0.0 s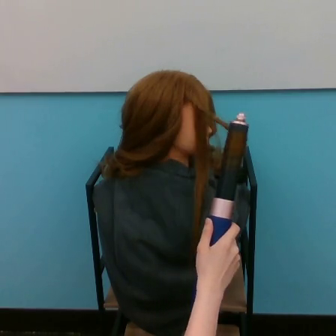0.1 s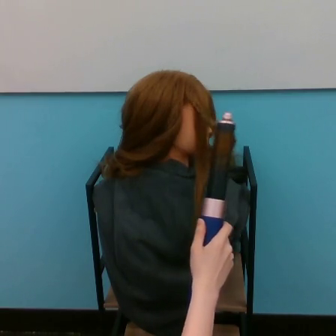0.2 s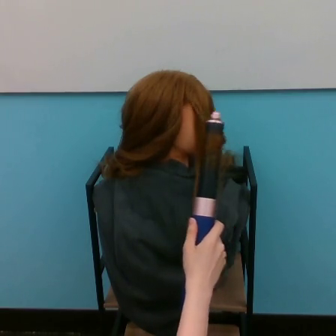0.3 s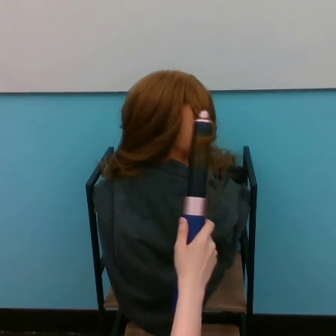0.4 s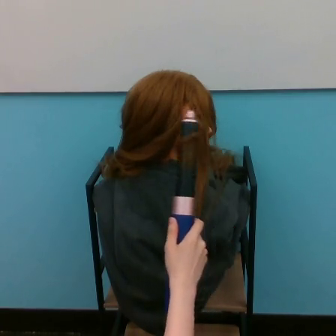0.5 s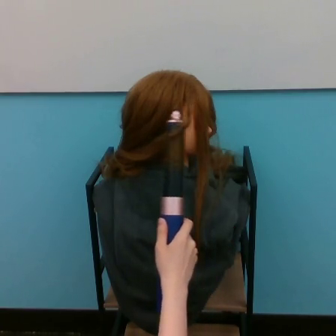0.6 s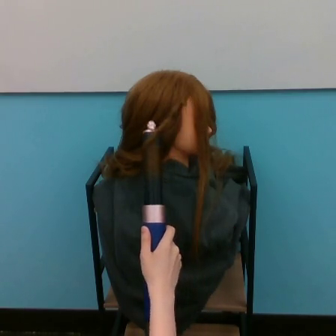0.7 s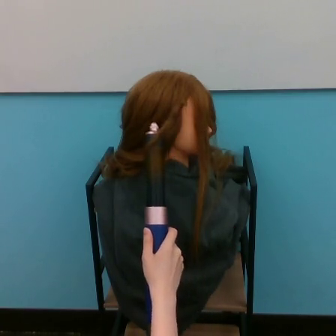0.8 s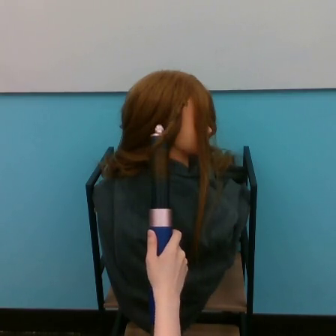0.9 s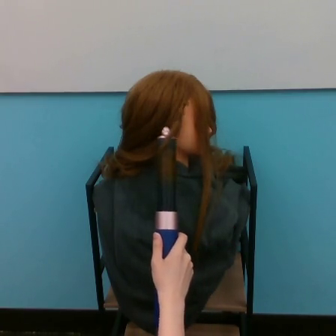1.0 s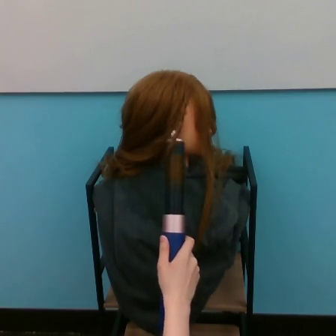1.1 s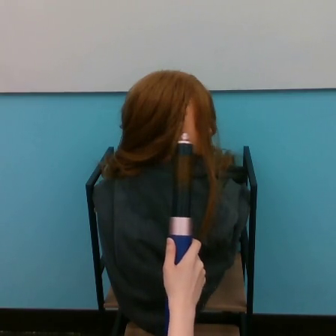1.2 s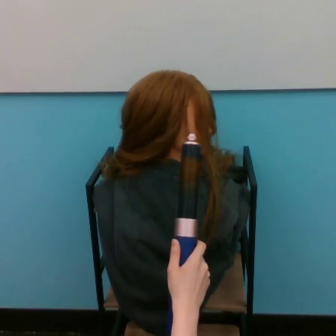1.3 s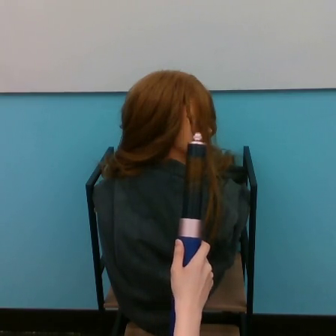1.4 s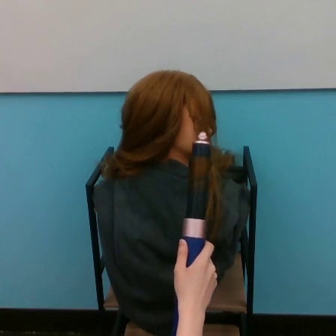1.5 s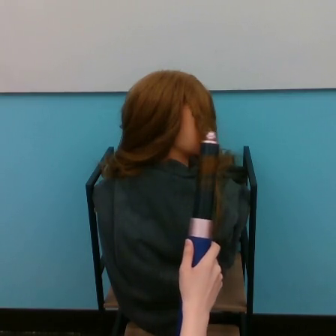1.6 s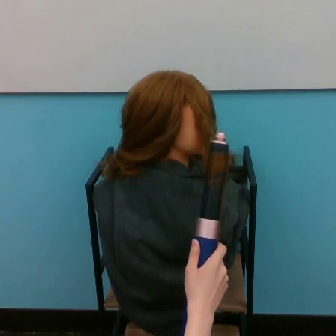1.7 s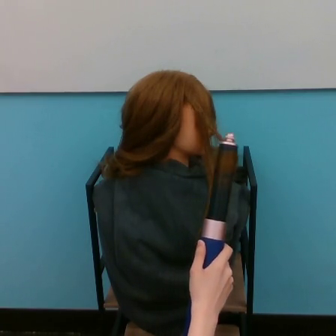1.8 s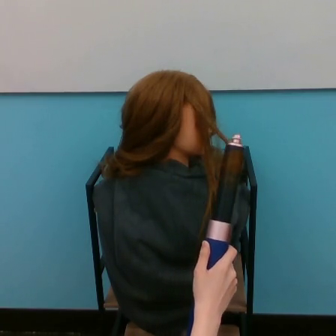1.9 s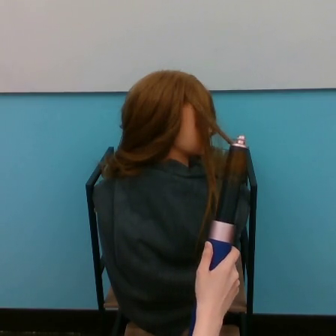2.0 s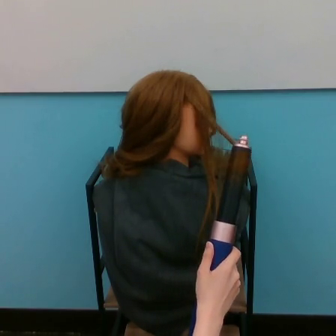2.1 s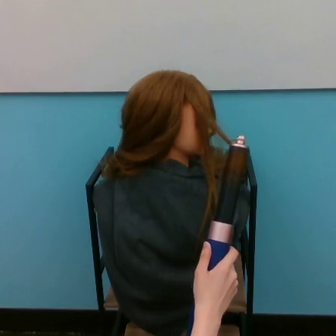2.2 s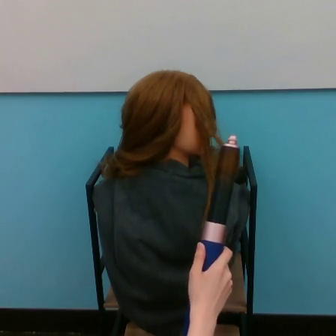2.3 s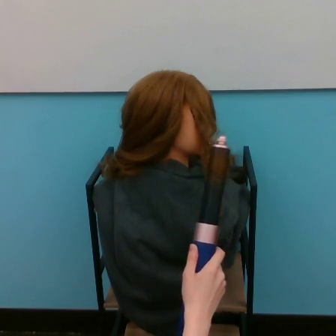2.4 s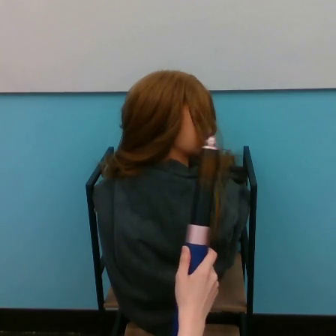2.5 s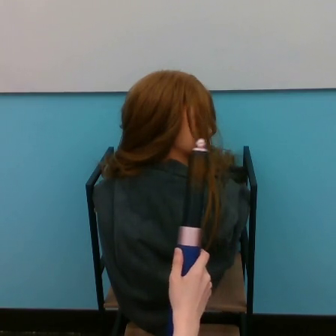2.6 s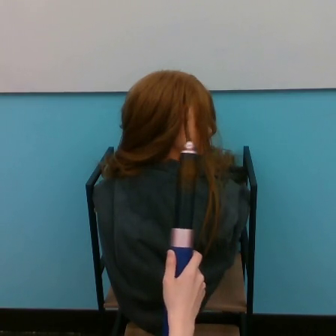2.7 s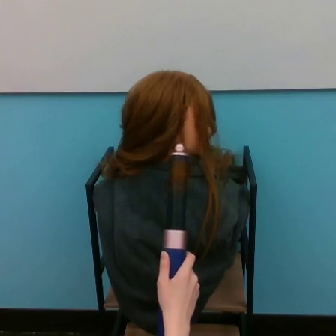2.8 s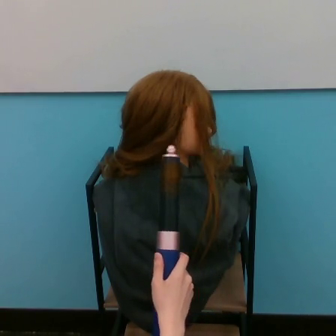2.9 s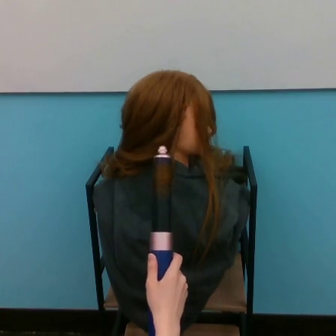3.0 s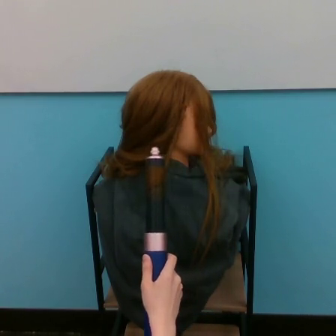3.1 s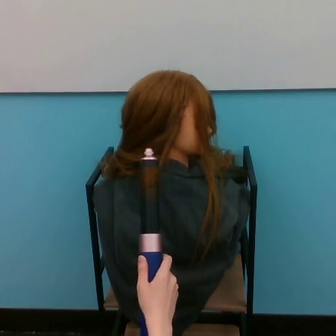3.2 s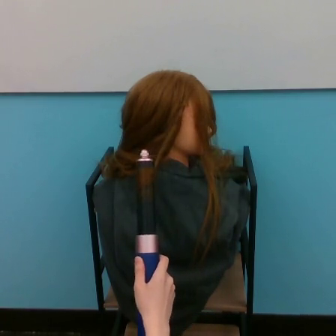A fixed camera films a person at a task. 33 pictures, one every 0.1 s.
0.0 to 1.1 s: The hand goes to the left, then to the right, on a counterclockwise arc.
1.1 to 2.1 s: The hand goes to the right.
2.1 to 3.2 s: The hand goes to the left.
Task: curl hair.
